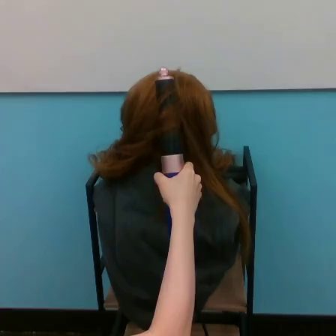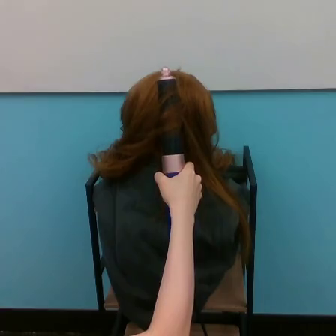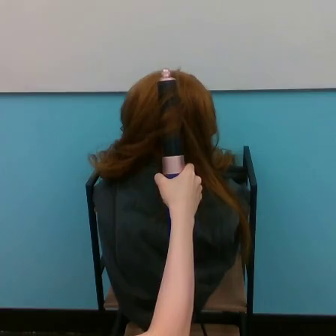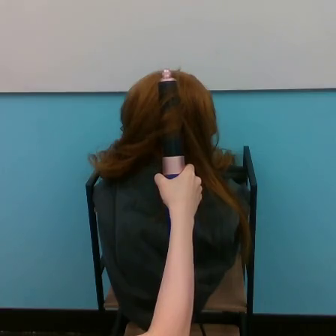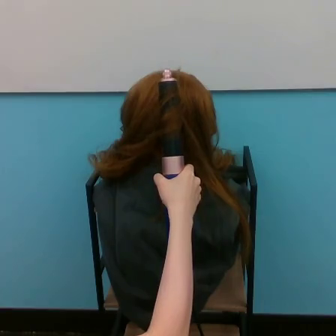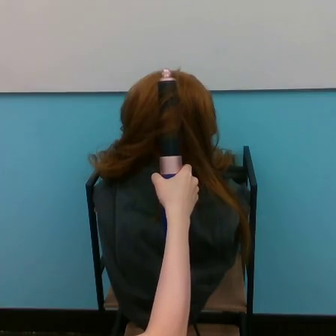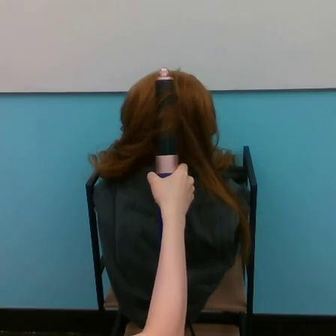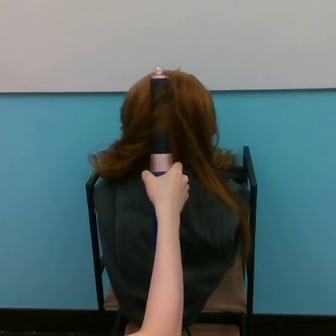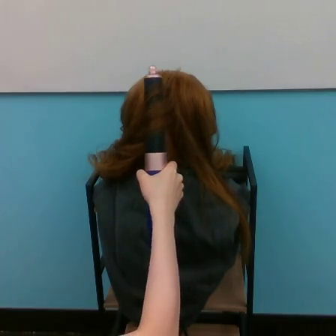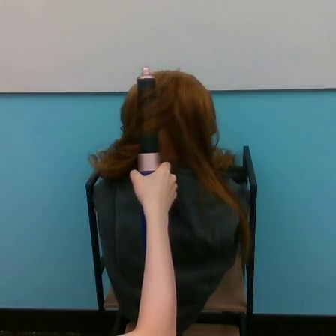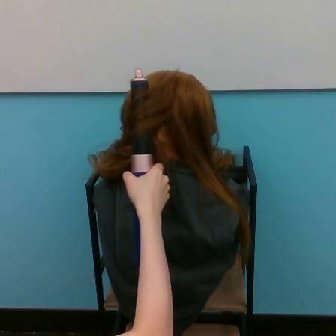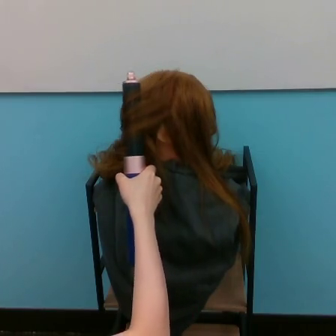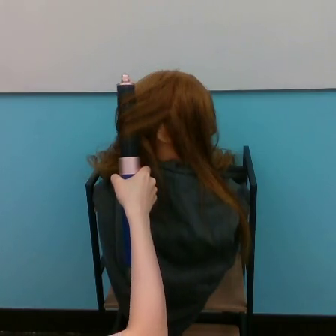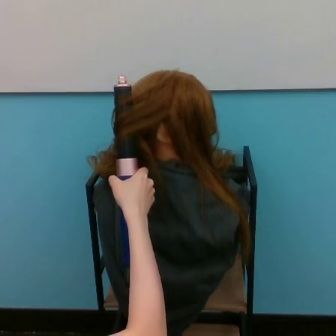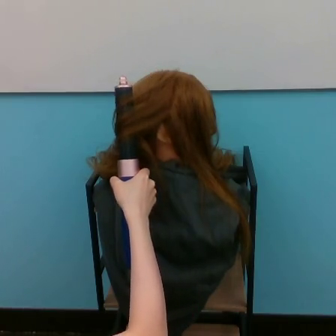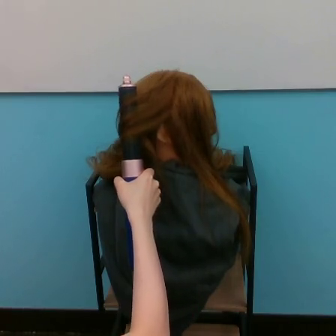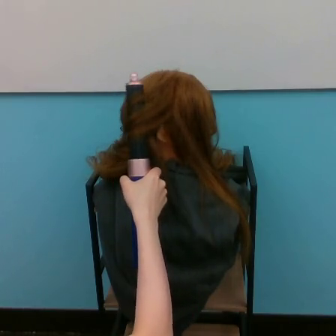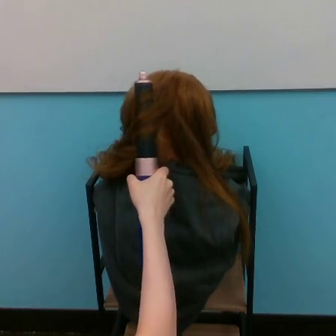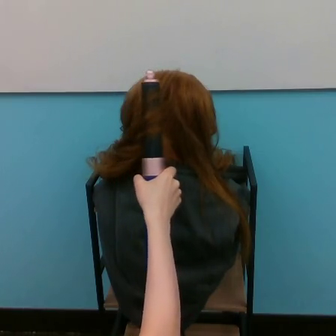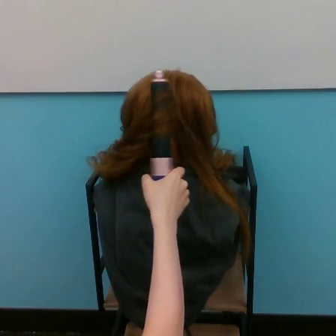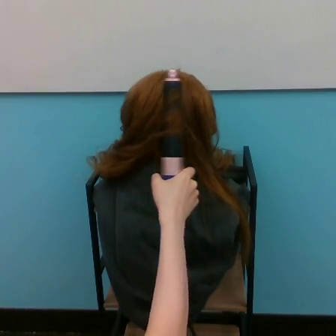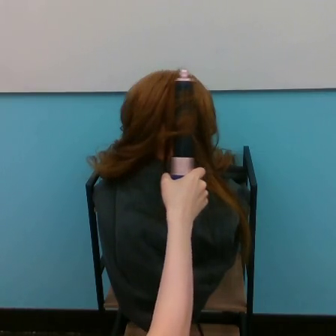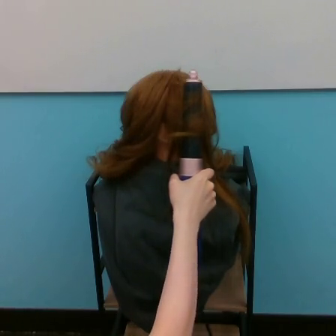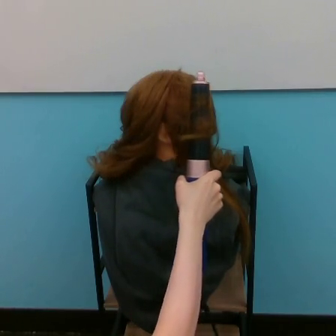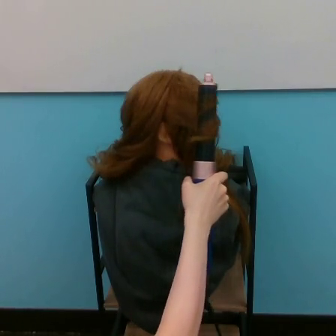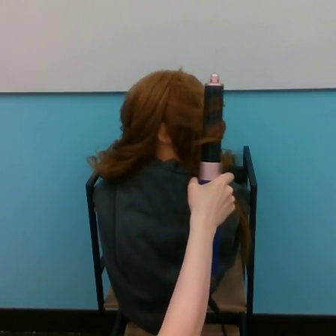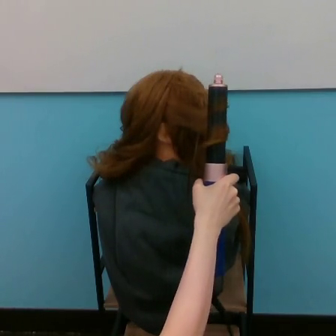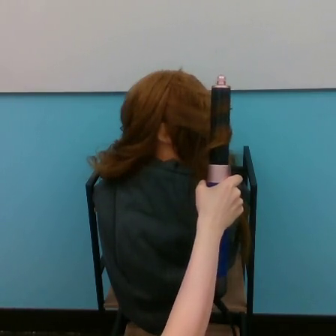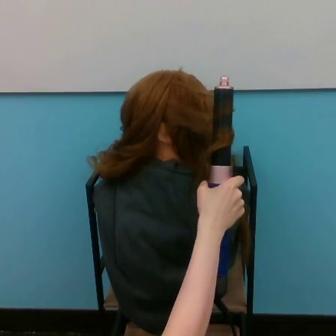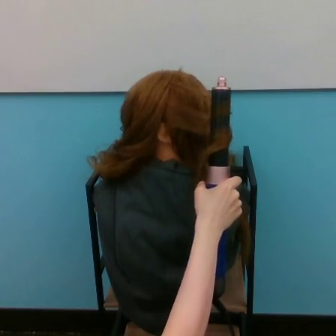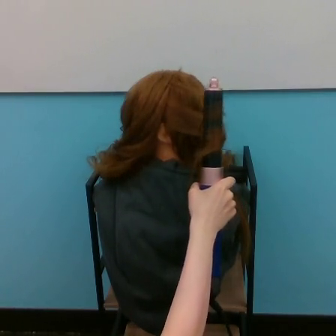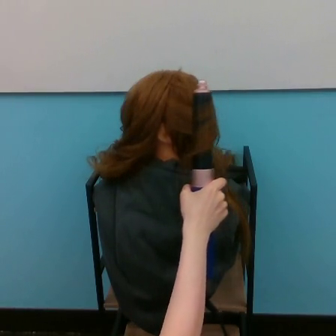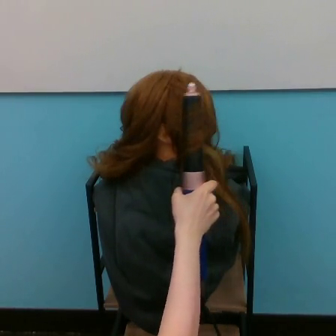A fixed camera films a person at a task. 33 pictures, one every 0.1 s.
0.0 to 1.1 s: The hand goes to the left.
1.1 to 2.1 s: The hand goes to the right.
2.1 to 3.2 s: The hand goes to the right, then to the left.
Task: curl hair.
